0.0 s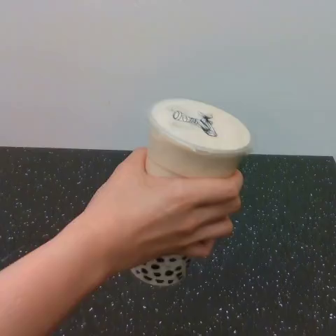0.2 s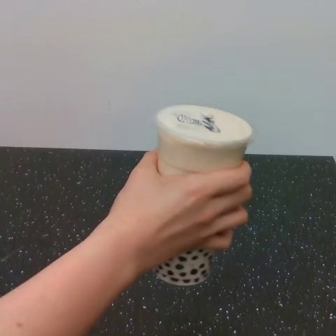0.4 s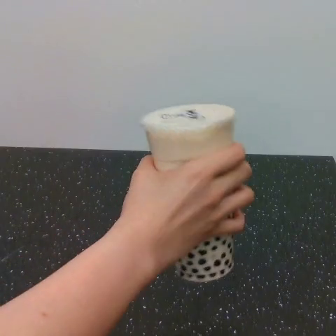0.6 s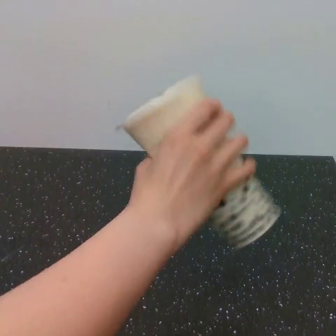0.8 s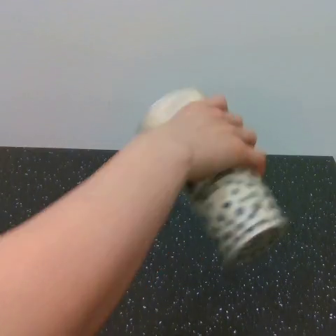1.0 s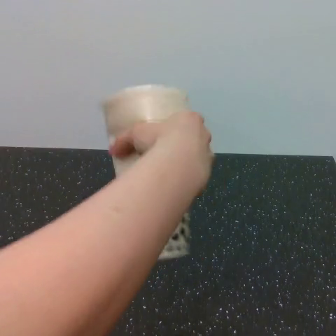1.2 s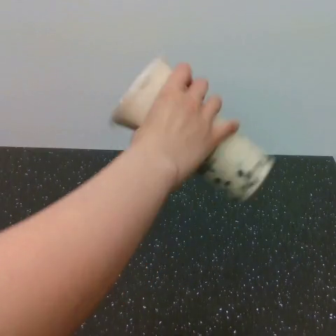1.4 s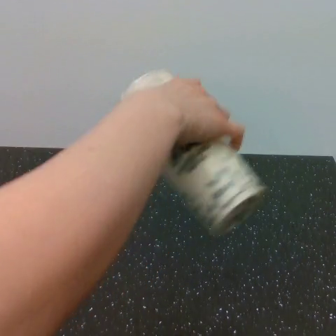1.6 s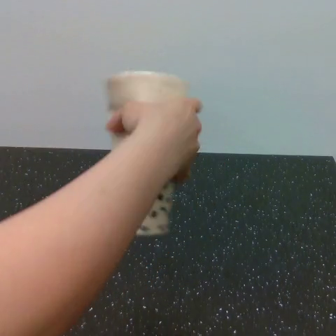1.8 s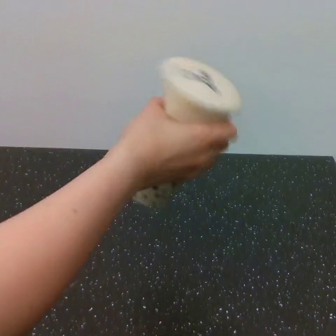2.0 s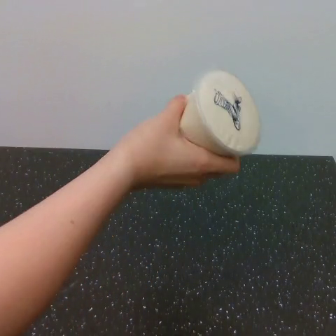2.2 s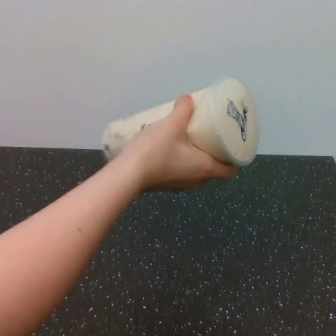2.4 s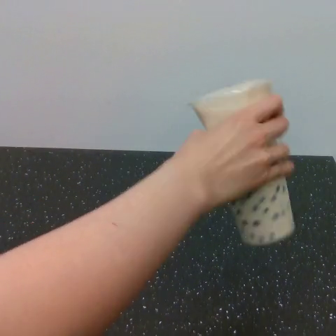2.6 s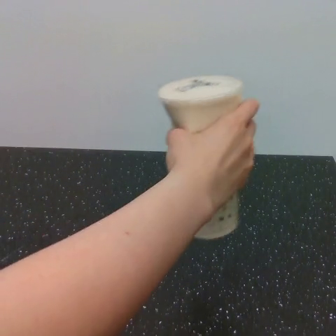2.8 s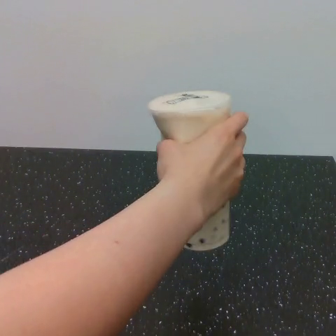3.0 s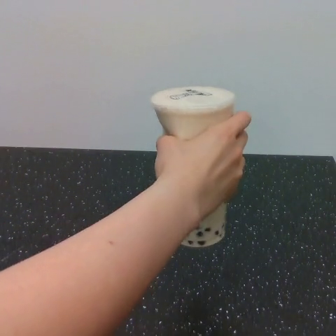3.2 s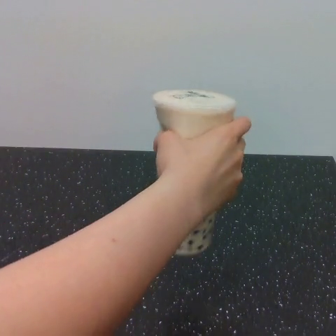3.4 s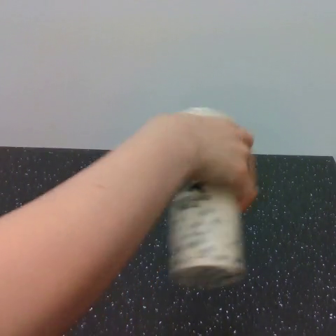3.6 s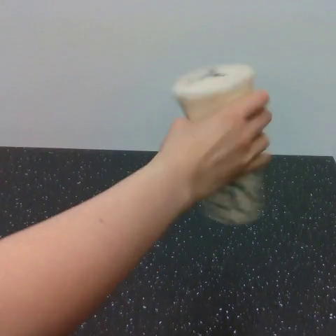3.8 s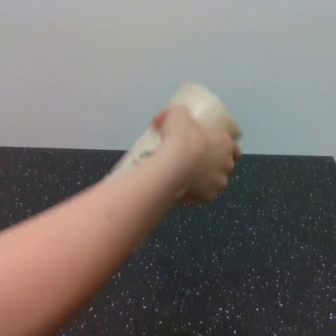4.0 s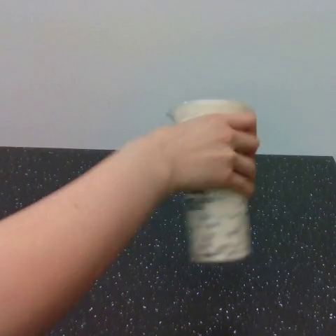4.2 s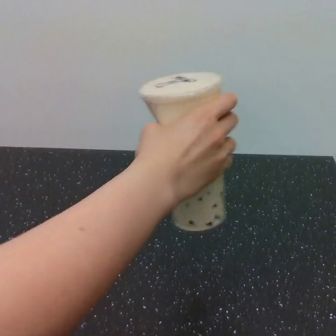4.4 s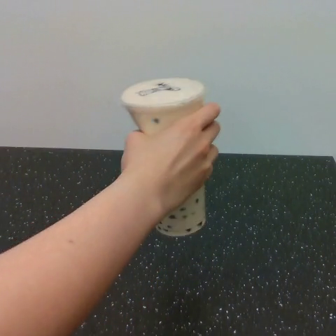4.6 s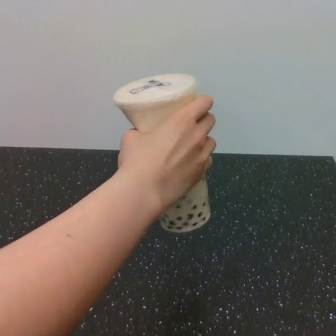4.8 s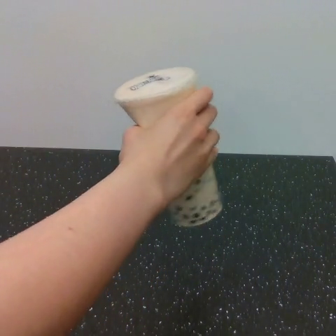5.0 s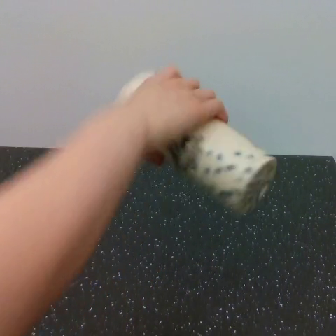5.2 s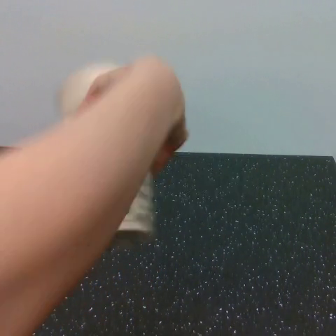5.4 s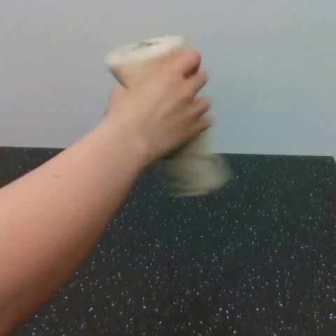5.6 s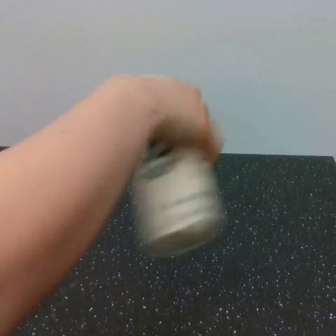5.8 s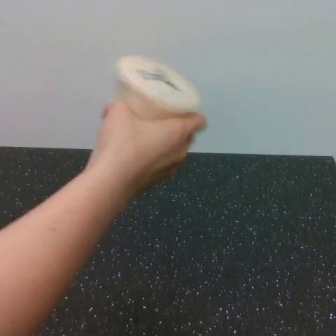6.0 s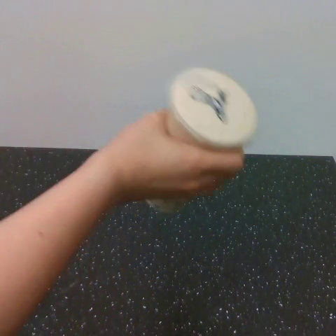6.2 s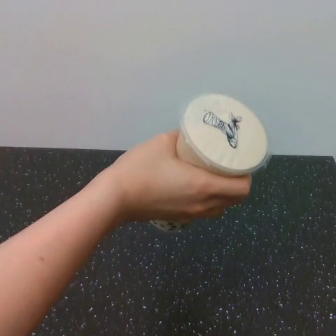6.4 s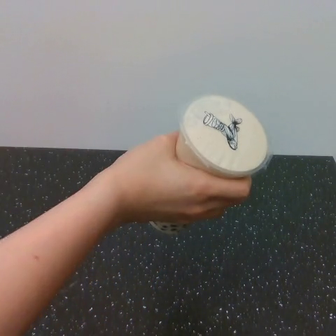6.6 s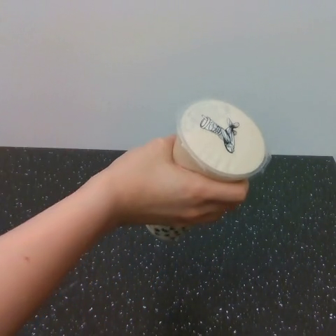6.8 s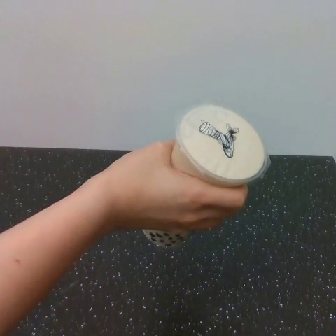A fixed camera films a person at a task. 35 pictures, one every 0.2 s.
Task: shake the boba.
Motion: make 2 circular motions clockwise, make 2 circular motions counter-clockwise, then make 2 circular motions clockwise.
0.0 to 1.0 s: The hand goes upward and to the right.
1.0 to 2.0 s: The hand goes to the left and upward, then downward.
2.0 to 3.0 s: The hand goes to the right, then to the left.
3.0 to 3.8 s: The hand goes to the right and upward, then to the left.
3.8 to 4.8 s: The hand goes to the right, then to the left.
4.8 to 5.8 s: The hand goes upward and to the left, then downward.
5.8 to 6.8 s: The hand goes downward and to the right.
